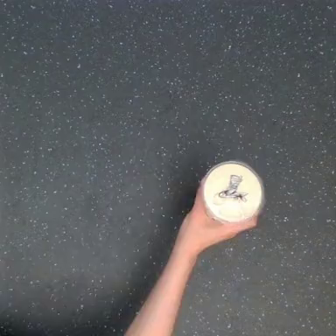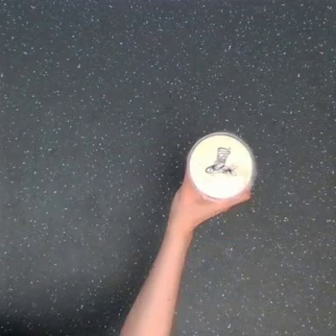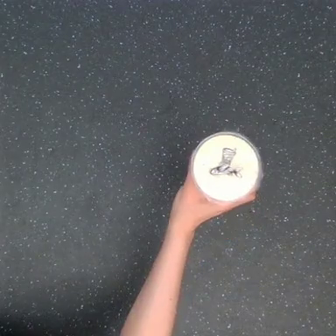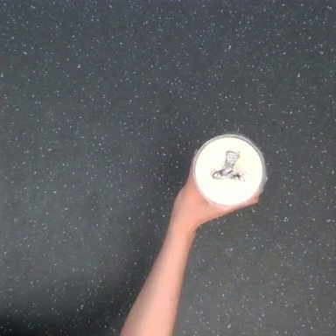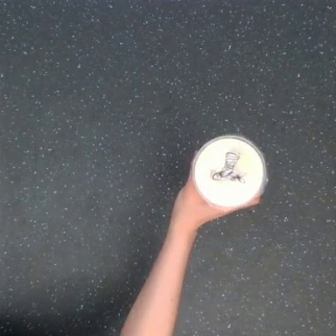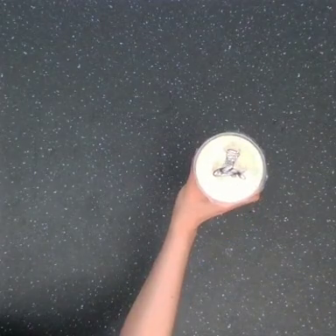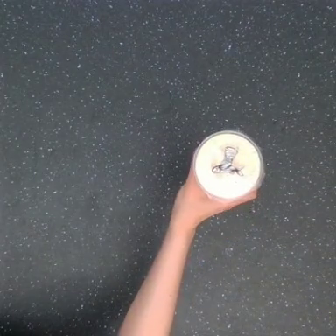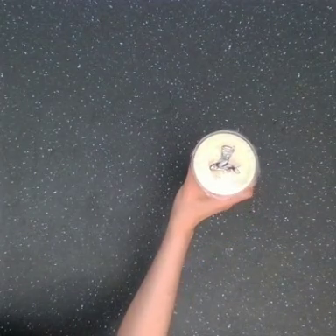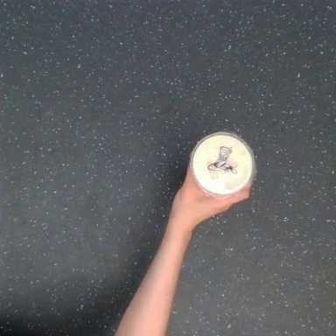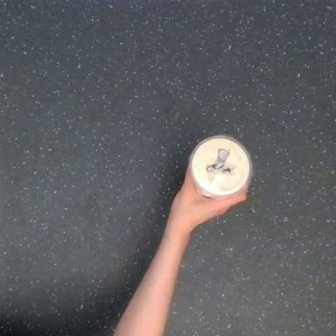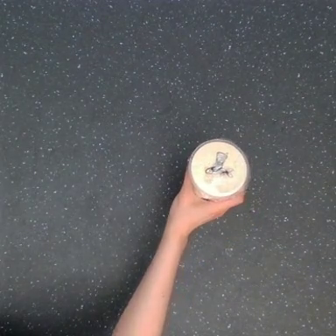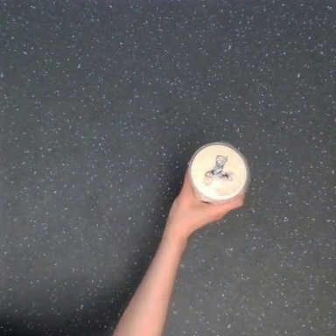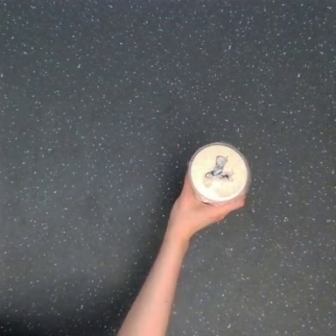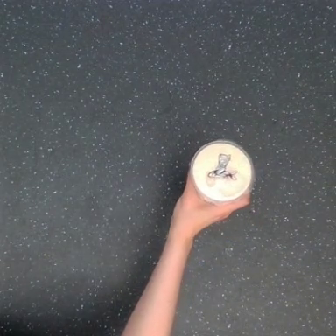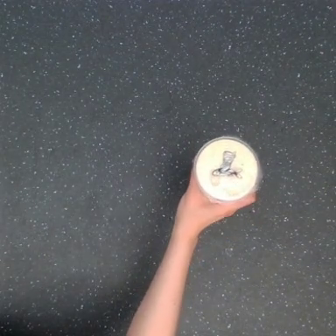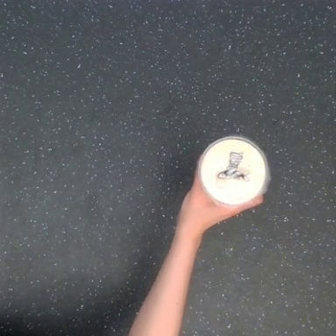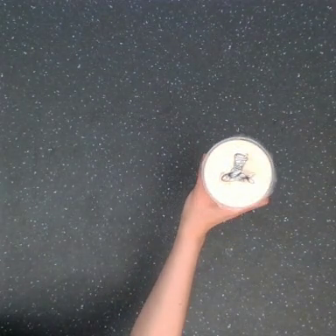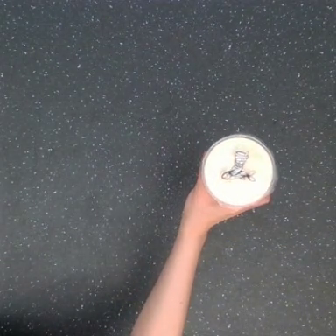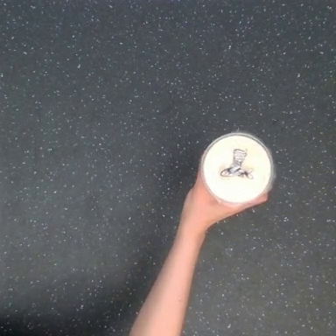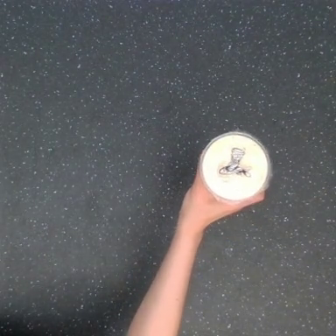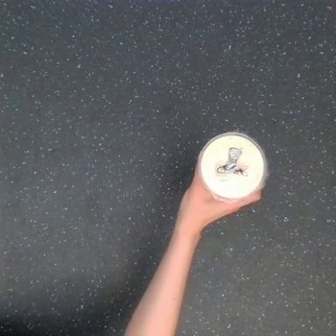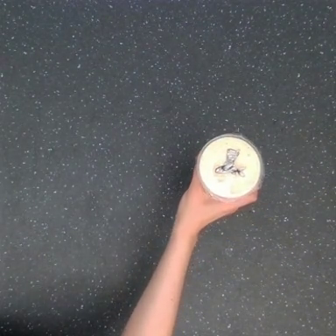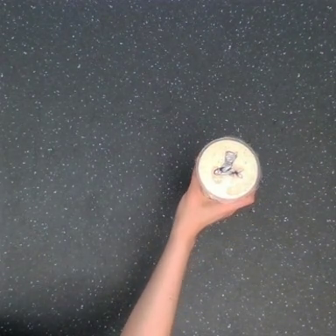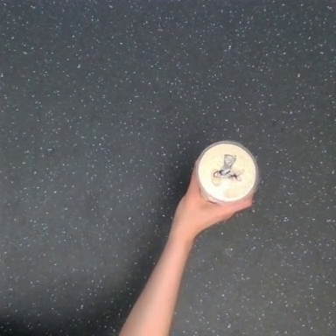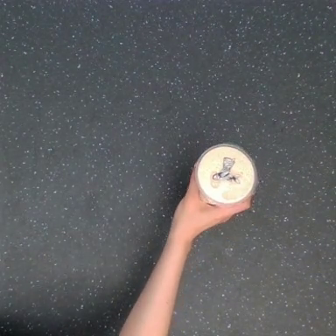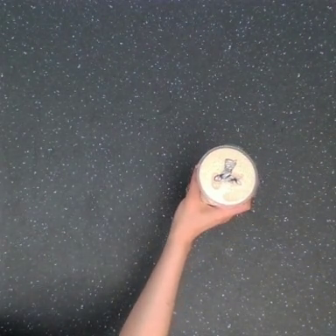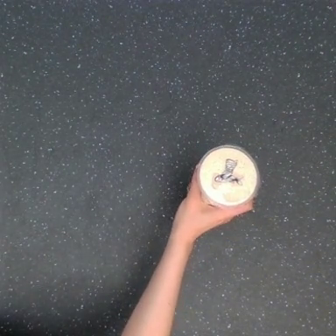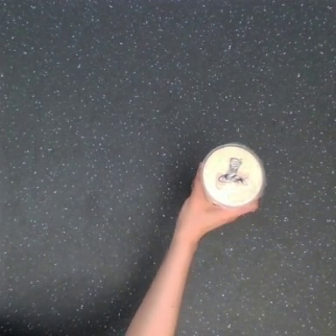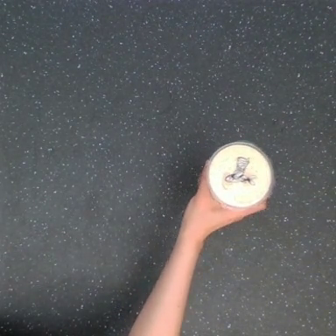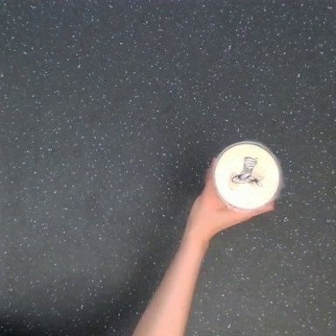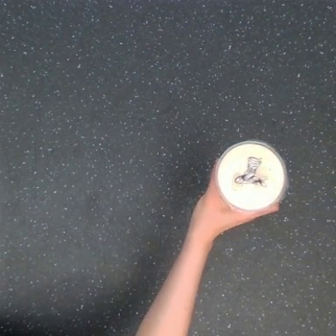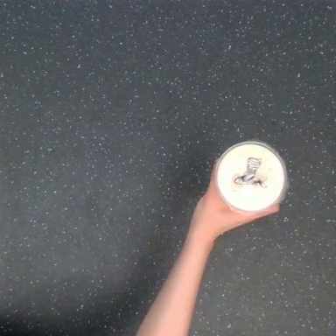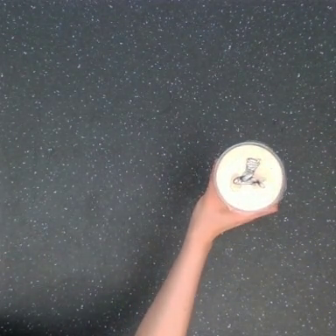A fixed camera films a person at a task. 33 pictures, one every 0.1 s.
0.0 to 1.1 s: The hand goes upward, then downward.
1.1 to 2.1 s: The hand goes to the right and upward.
2.1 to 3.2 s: The hand moves only a little.
Task: shake the boba.
